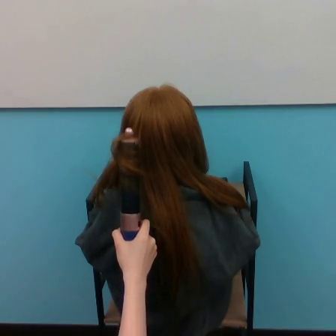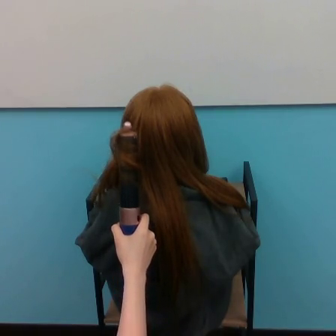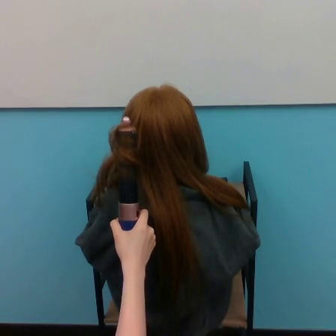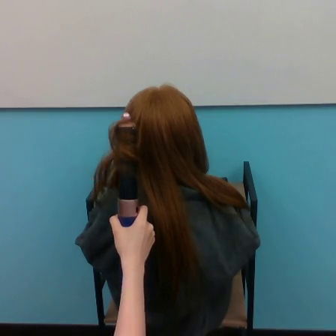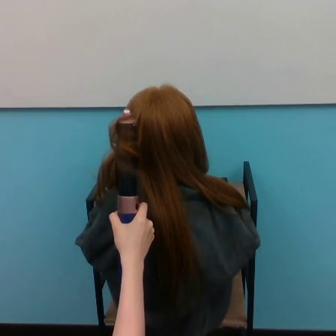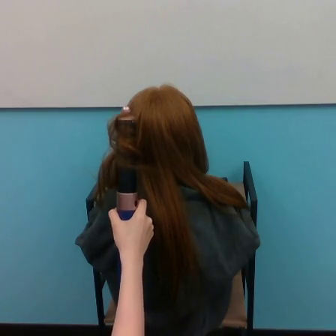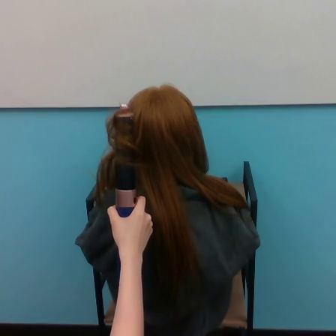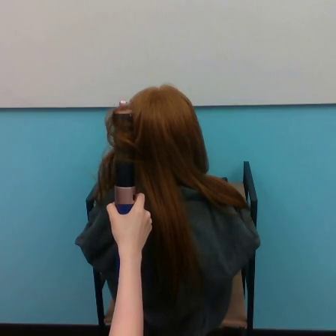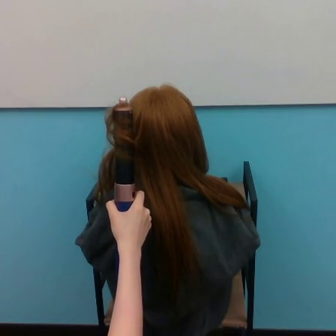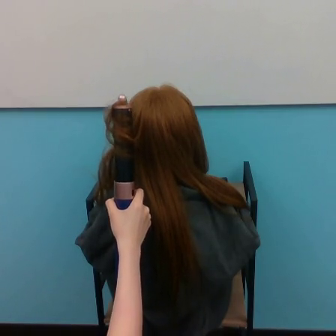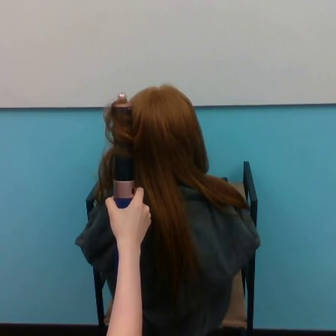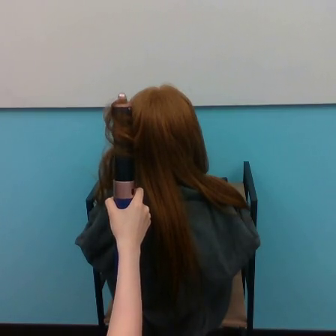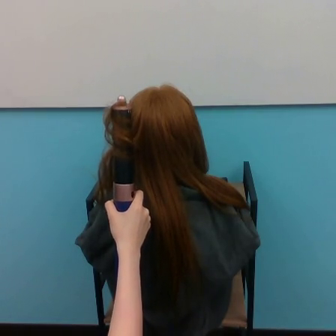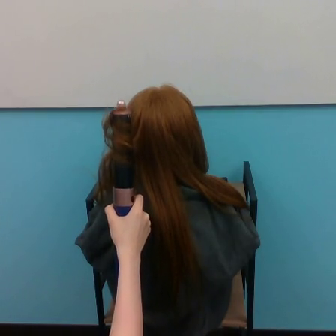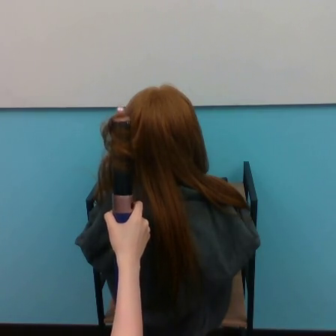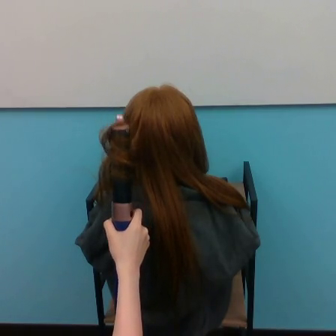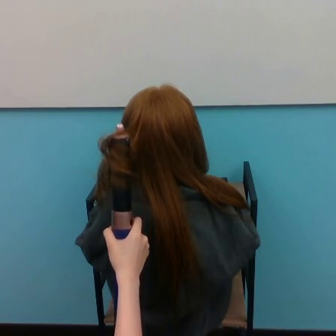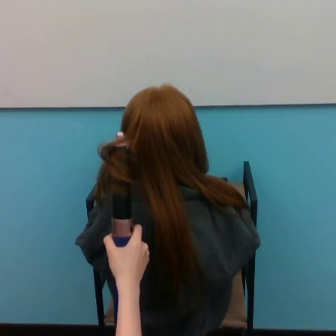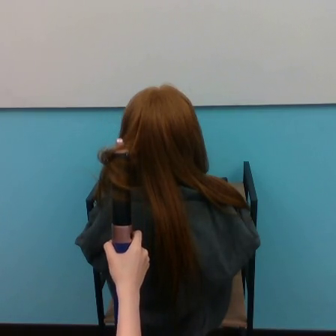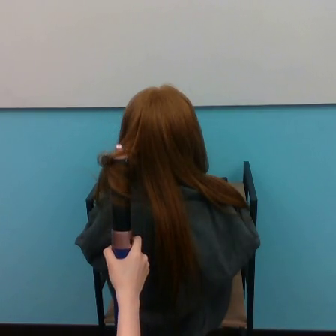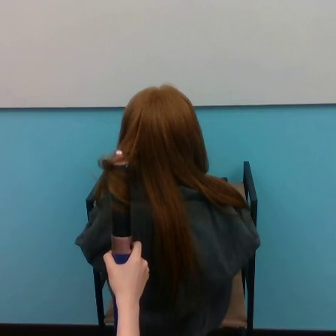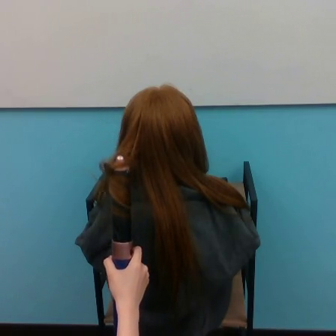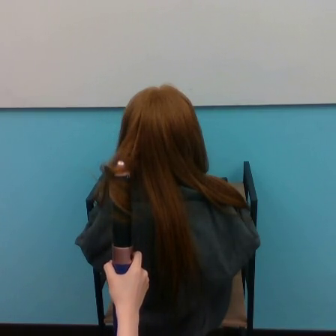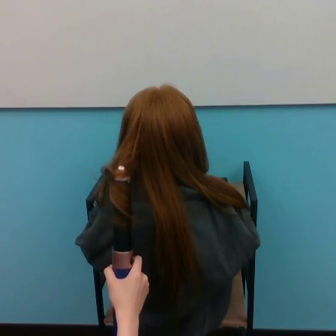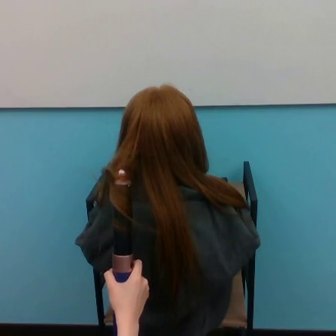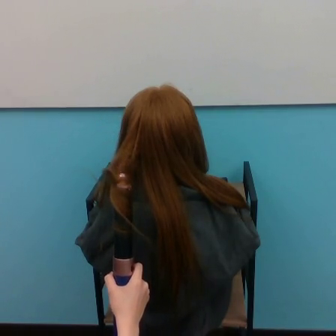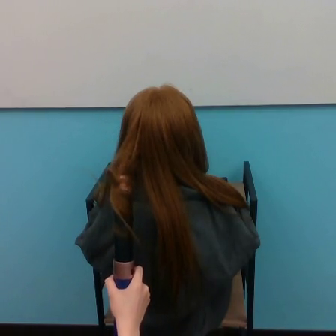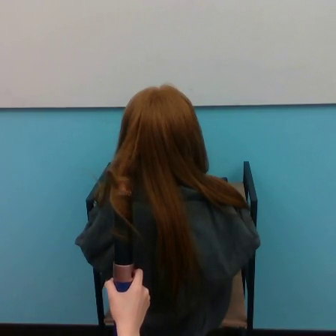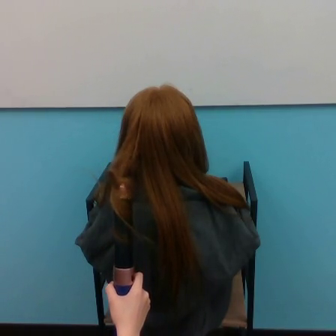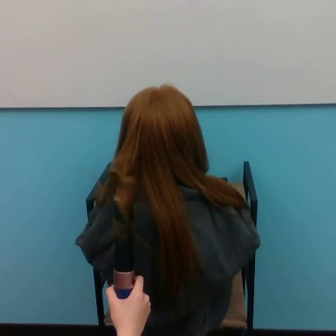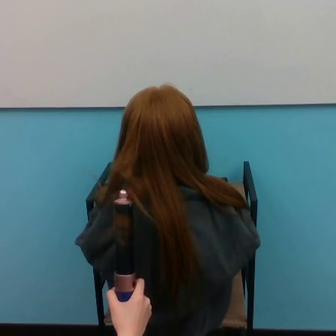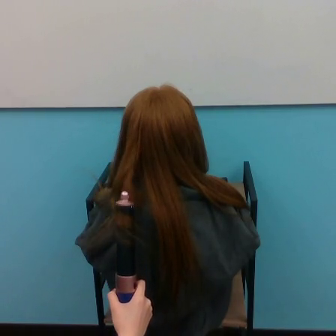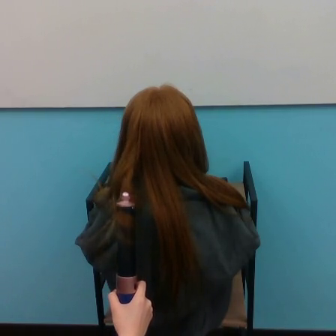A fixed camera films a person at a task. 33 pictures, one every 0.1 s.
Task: curl hair.
0.0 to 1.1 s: The hand goes upward.
1.1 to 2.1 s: The hand goes downward.
2.1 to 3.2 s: The hand goes downward.
